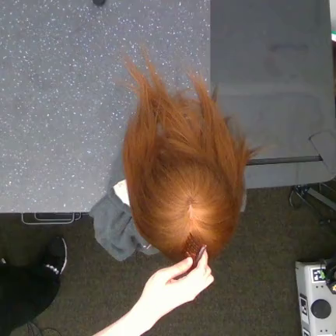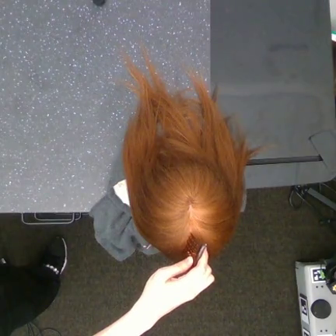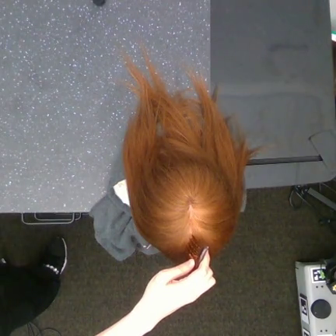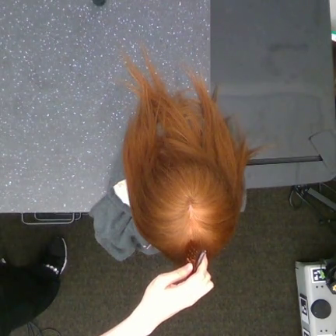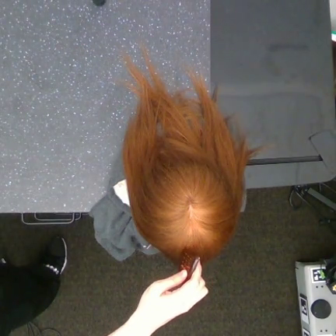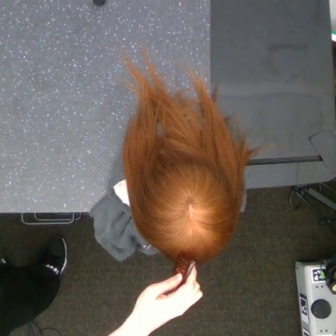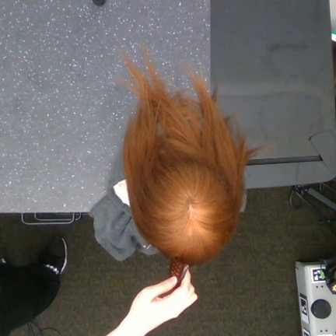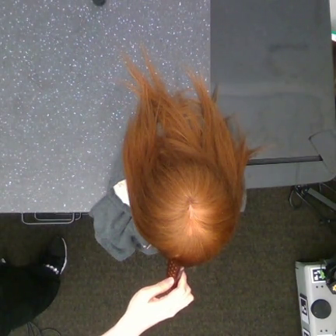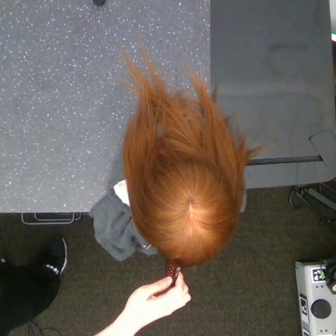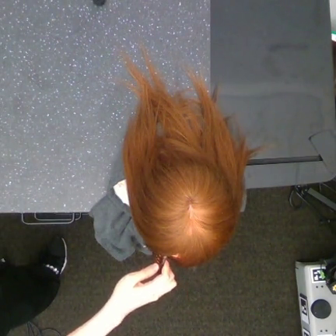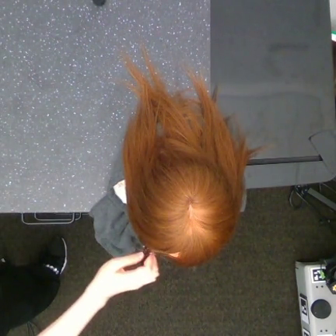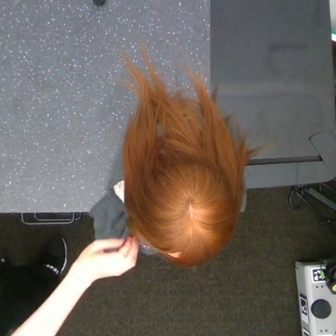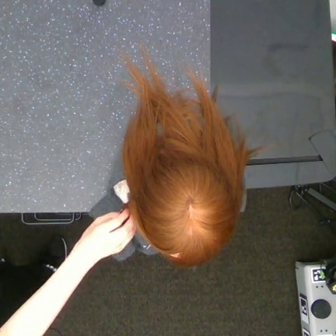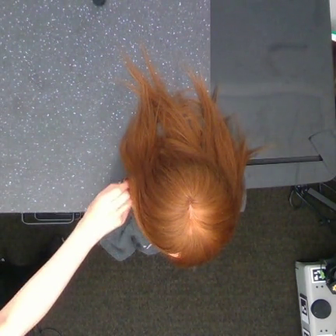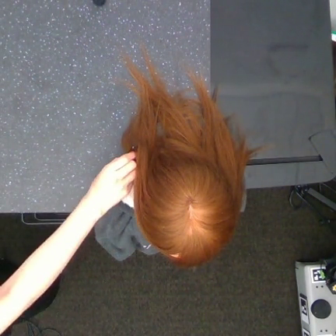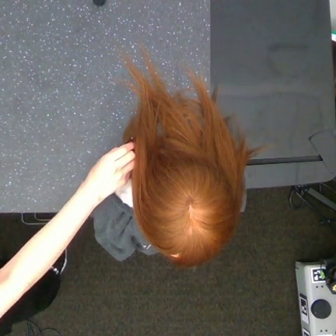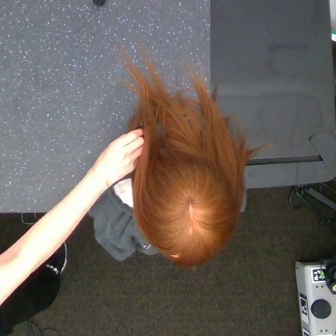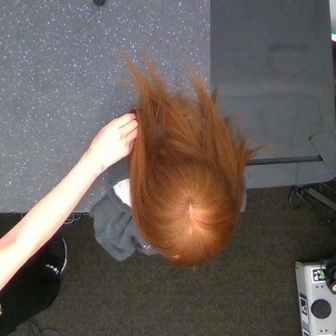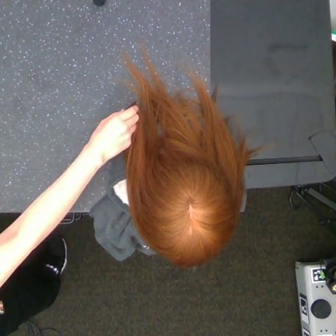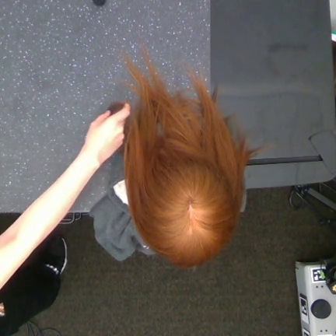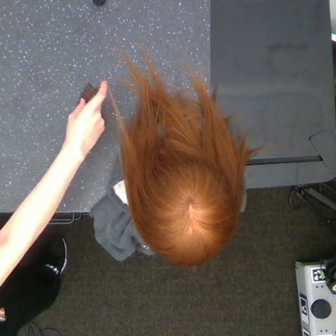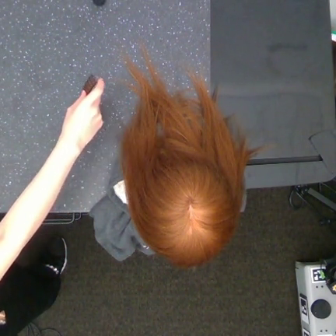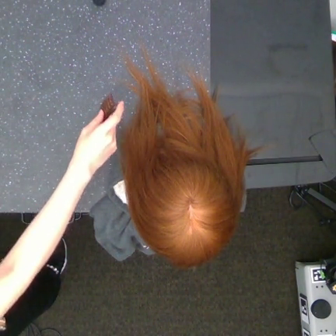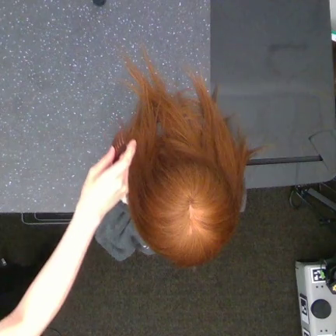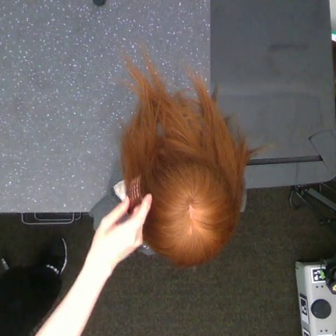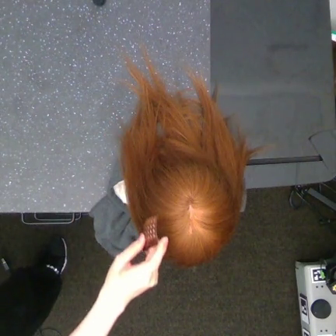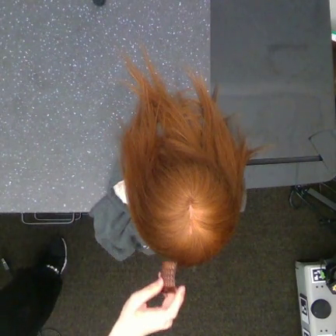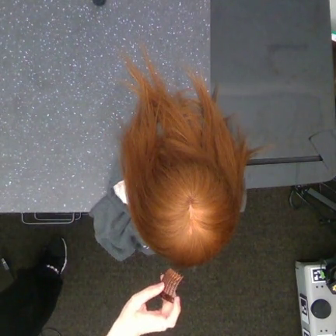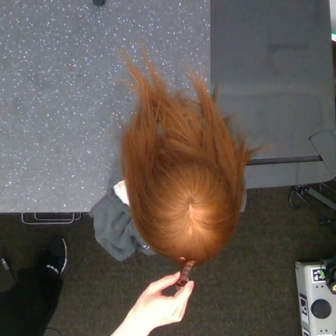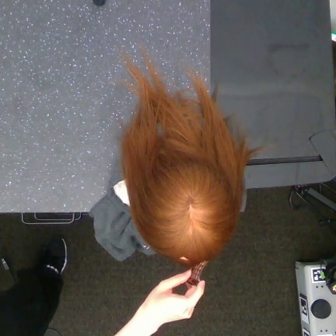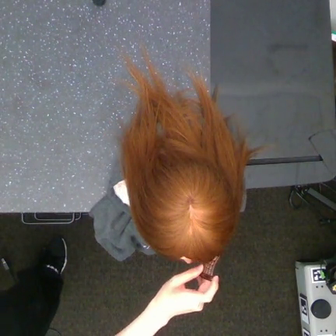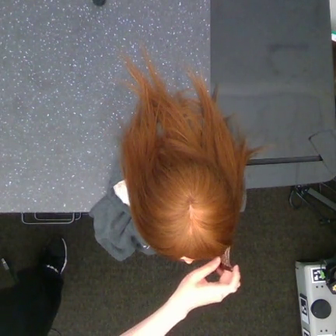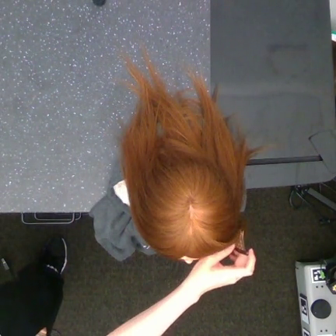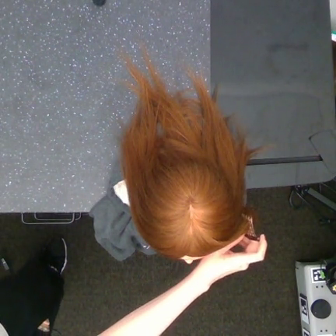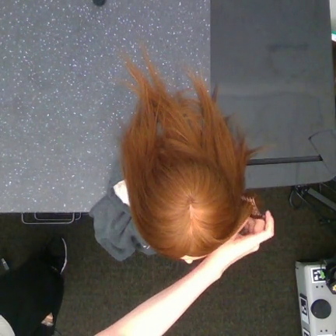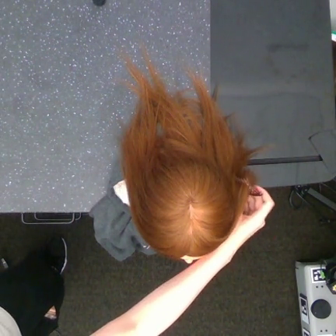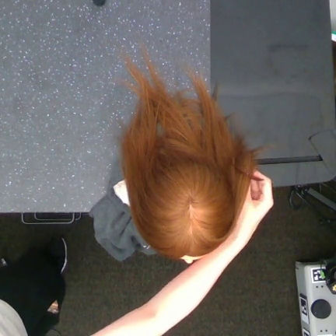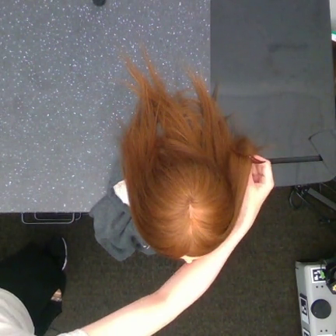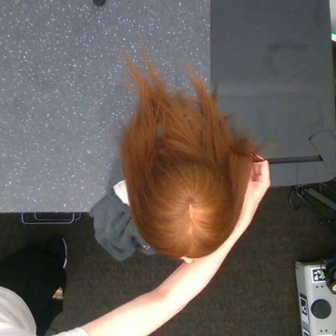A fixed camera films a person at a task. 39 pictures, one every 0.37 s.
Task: tidy front hair.
Motion: move upward and to the left, move downward and to the right, then move upward and to the right following a convex curve.
0.00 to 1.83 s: The hand goes downward.
1.83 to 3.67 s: The hand goes to the left and upward.
3.67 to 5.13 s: The hand goes upward.
5.13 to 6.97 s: The hand goes upward.
6.97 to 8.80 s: The hand goes downward.
8.80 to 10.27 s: The hand goes downward.
10.27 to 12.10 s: The hand goes to the right and upward.
12.10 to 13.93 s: The hand goes upward.
